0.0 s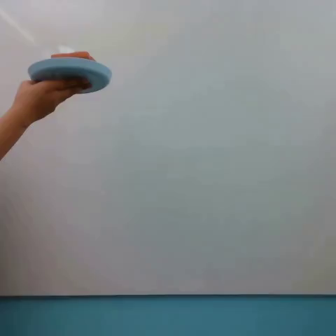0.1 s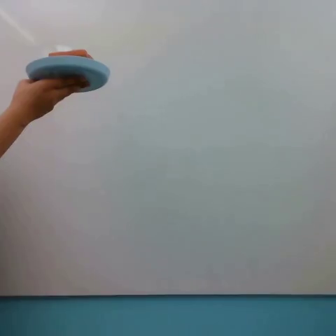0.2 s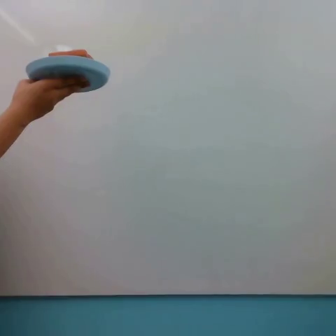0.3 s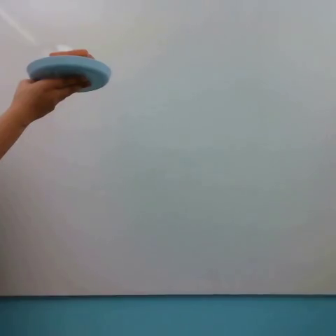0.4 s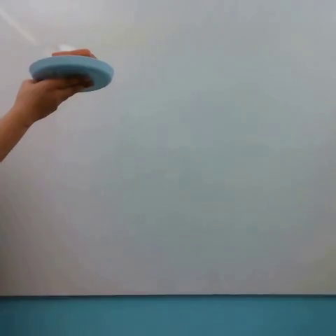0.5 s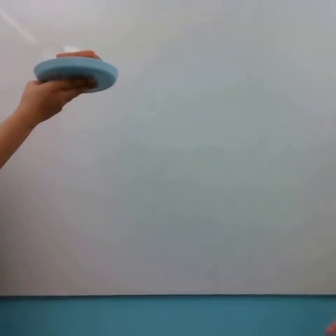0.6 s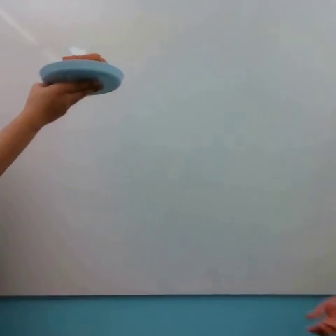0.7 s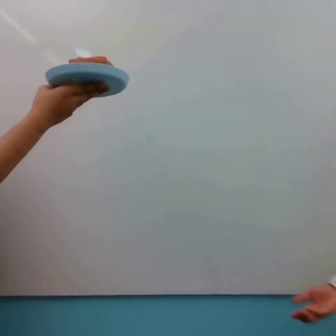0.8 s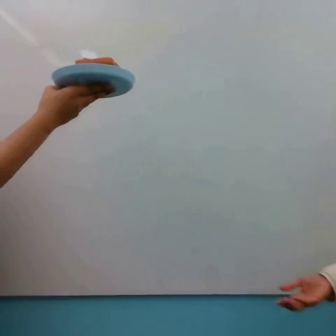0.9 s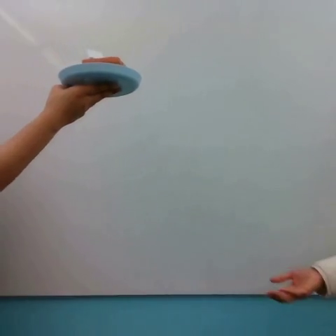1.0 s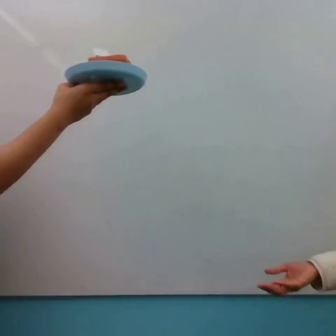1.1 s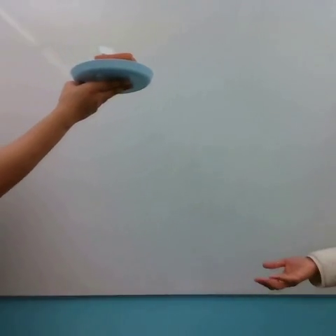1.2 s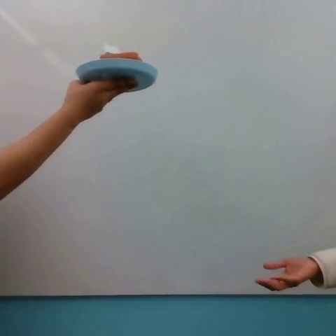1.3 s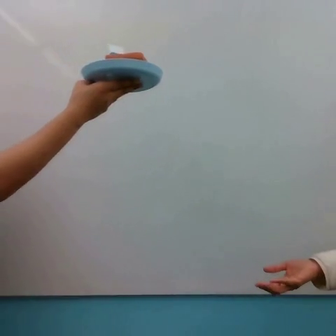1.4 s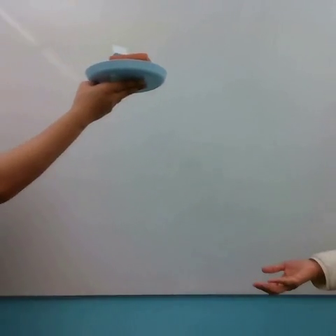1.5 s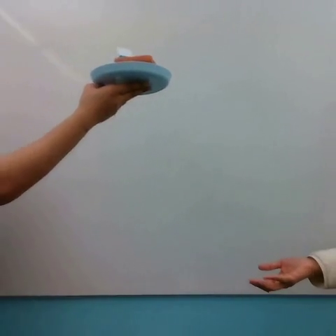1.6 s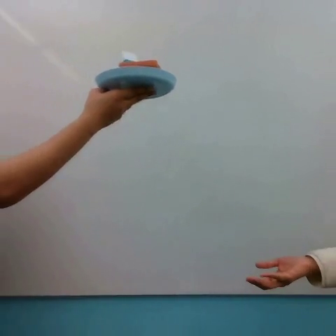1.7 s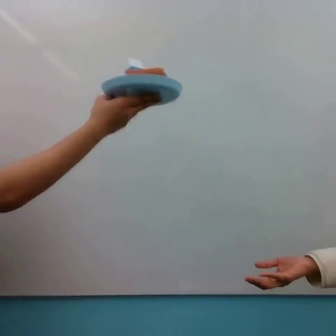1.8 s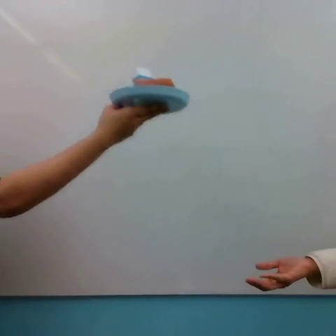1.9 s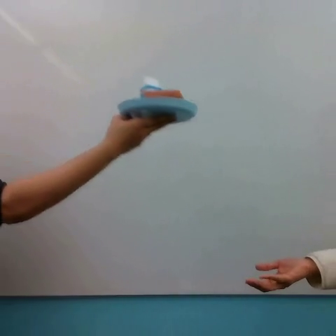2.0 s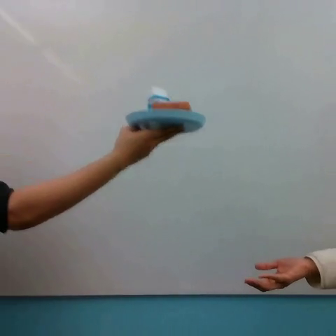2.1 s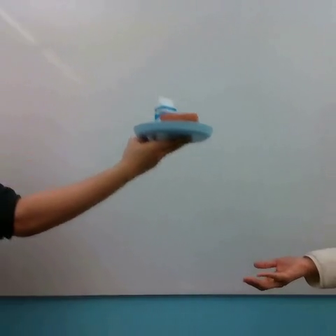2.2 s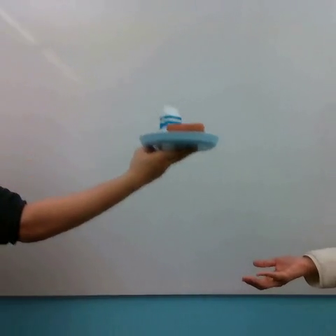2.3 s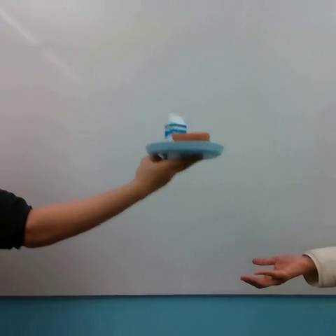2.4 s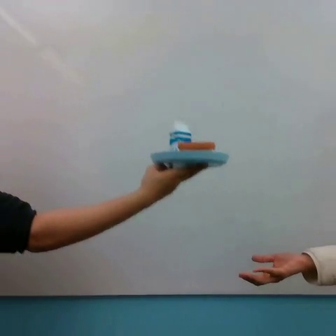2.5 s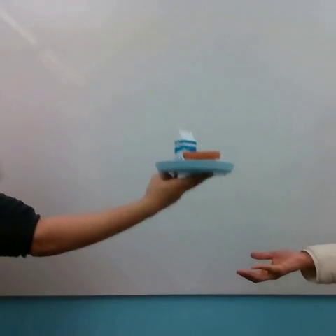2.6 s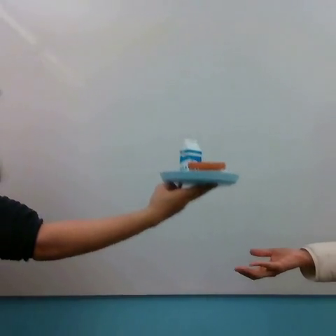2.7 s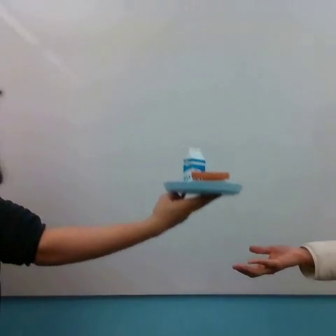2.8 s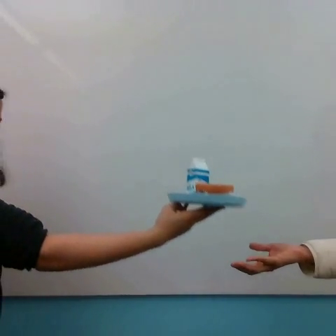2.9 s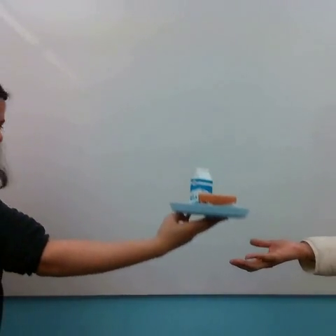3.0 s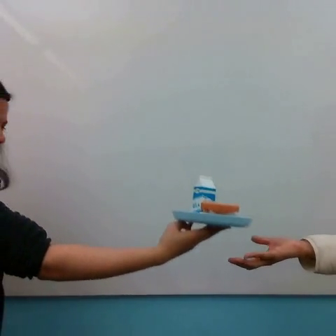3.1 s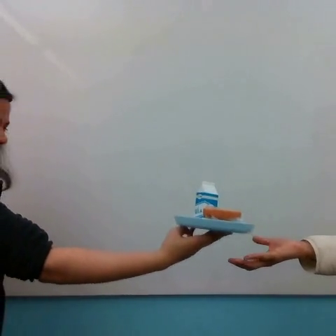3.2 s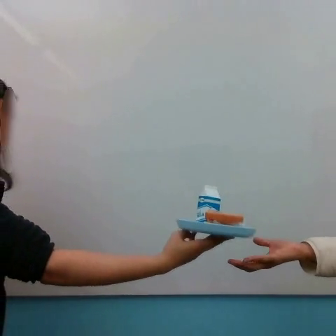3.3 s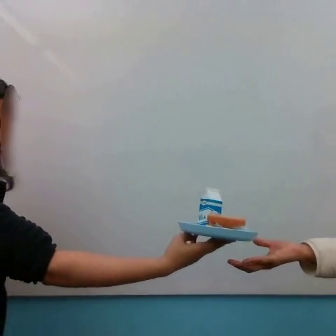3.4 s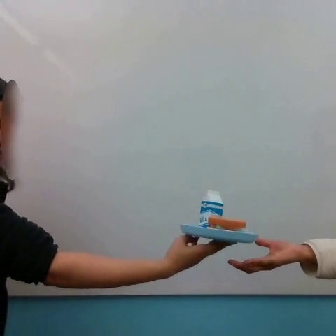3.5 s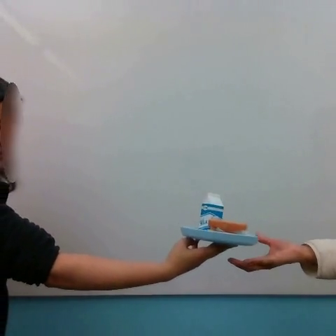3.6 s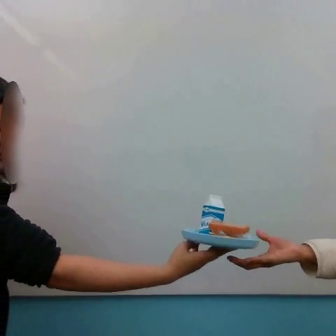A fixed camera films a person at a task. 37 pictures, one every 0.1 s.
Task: handover plate.
Motion: move to the right, then move downward and to the right following a concave curve.
0.0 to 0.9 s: The hand goes to the right.
0.9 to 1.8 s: The hand goes to the right.
1.8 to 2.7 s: The hand goes downward and to the right.
2.7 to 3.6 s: The hand goes downward.
